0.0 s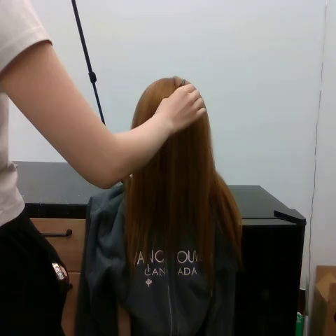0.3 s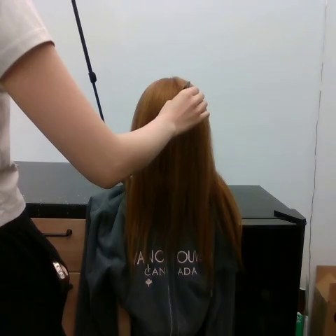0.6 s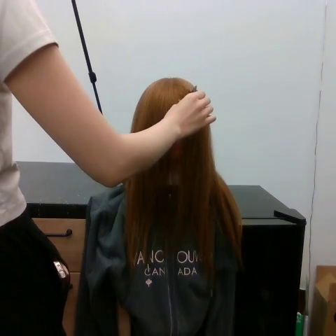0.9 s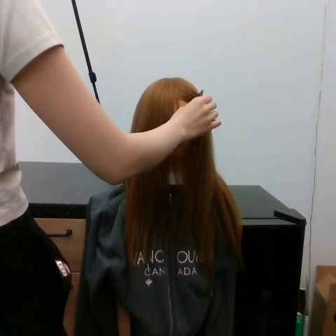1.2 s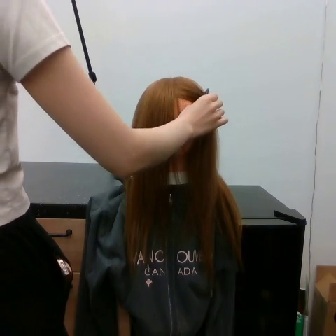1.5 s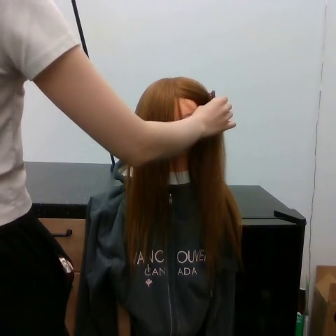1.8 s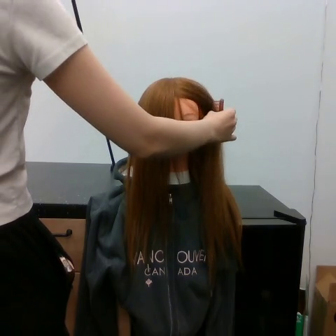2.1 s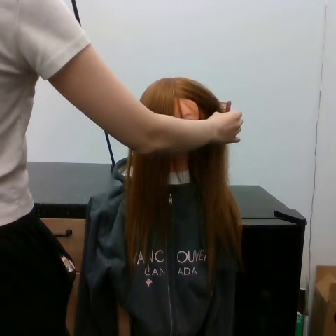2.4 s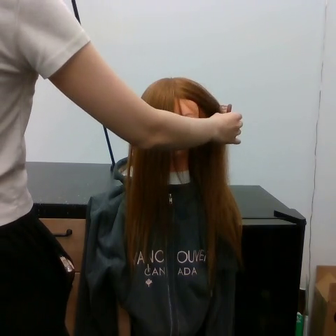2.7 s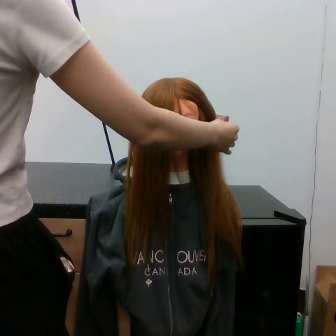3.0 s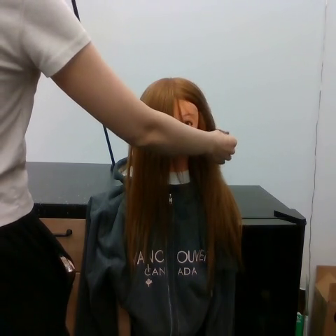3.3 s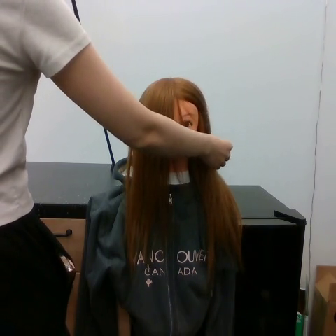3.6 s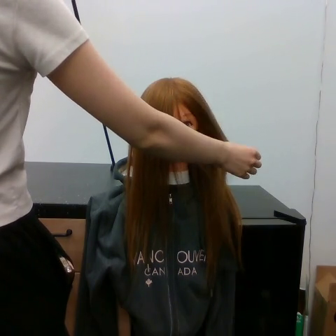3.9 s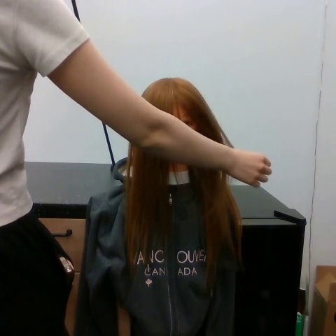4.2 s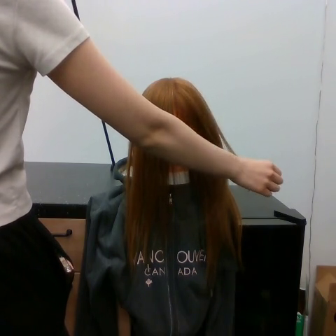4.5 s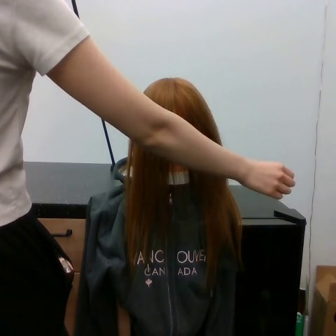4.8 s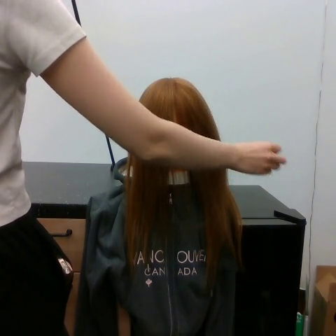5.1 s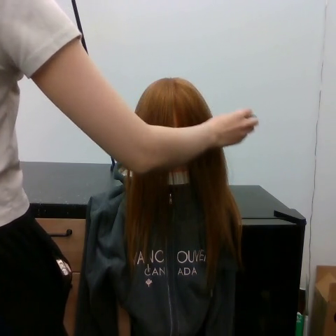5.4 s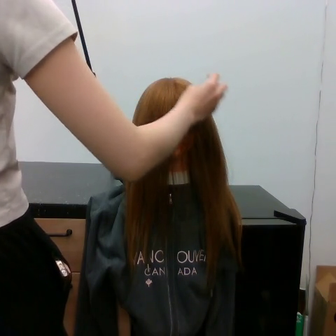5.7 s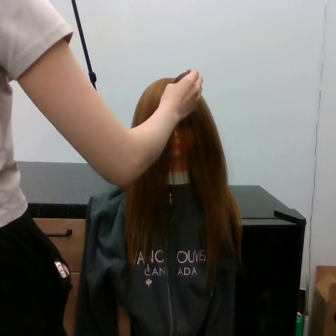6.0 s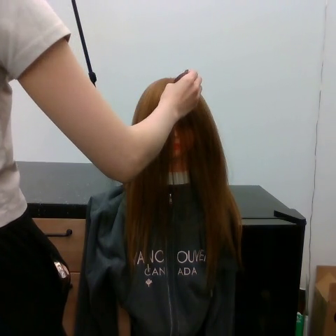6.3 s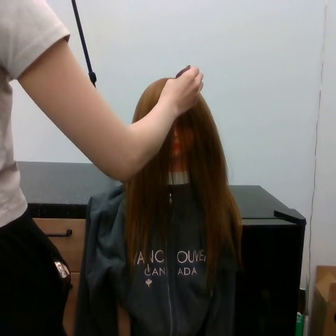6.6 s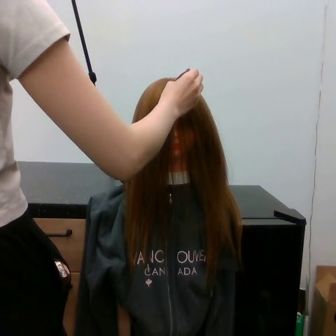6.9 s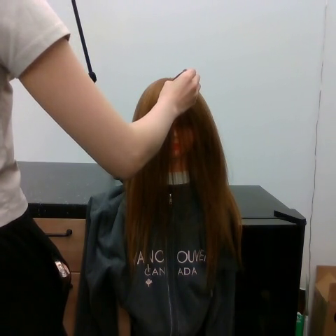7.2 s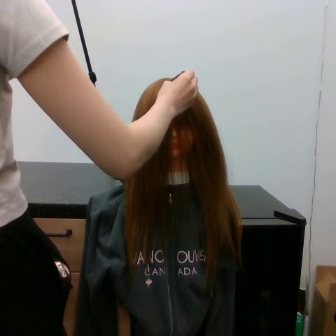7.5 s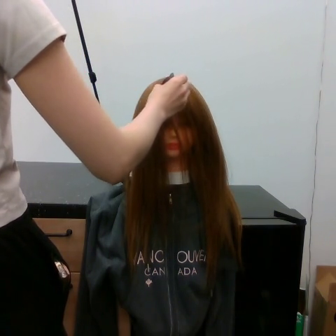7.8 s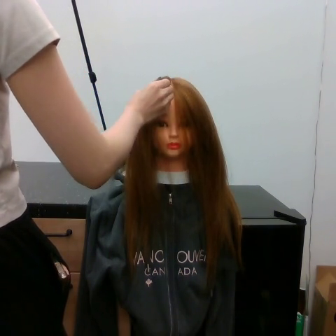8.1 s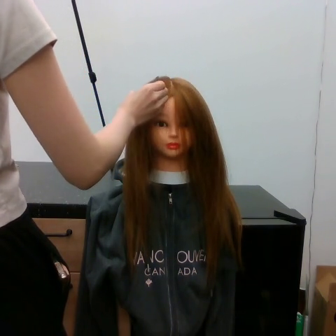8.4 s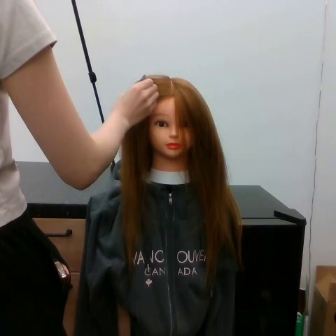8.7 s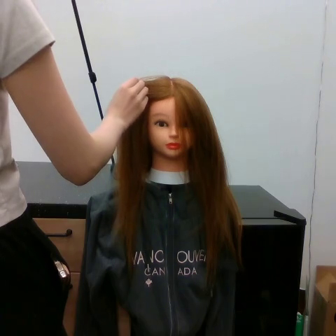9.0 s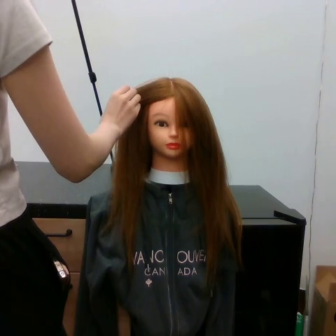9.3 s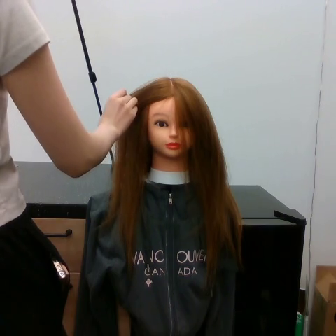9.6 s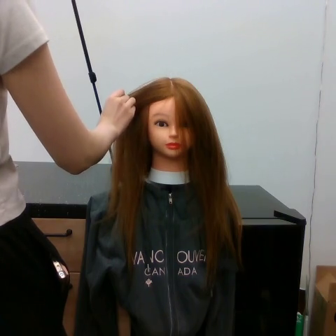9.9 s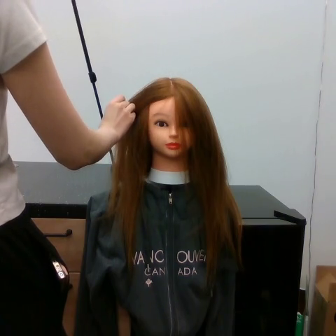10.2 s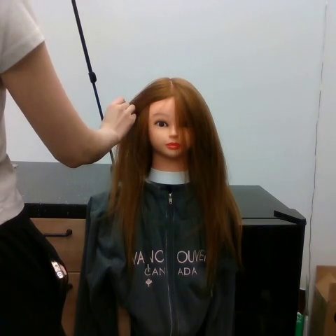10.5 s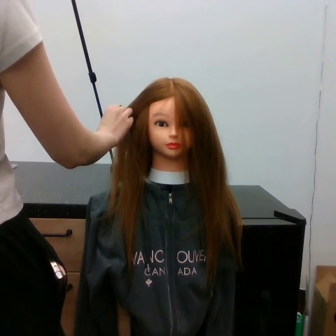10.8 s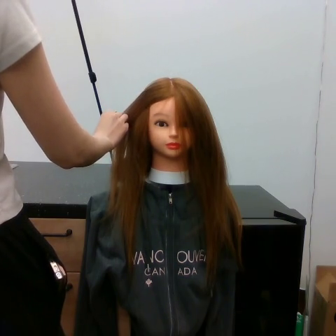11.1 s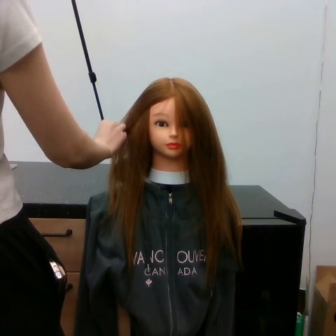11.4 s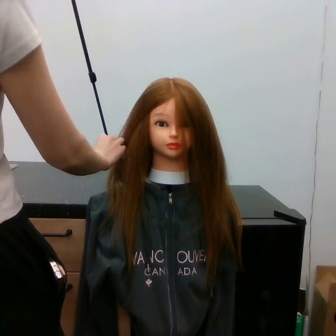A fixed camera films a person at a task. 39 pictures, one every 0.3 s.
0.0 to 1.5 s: The hand goes to the right.
1.5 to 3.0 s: The hand goes downward.
3.0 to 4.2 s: The hand goes to the right and downward.
4.2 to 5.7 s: The hand goes upward and to the left.
5.7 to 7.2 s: The hand moves only a little.
7.2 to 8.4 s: The hand goes to the left.
8.4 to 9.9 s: The hand goes to the left and downward, on a counterclockwise arc.
9.9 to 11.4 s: The hand goes downward.
Task: part hair.
Motion: move downward and to the right, move upward and to the left, then move downward and to the left.
